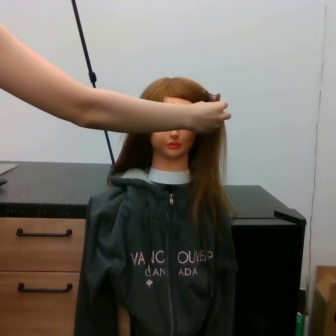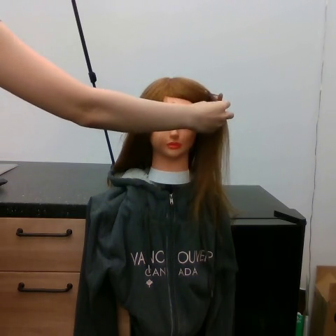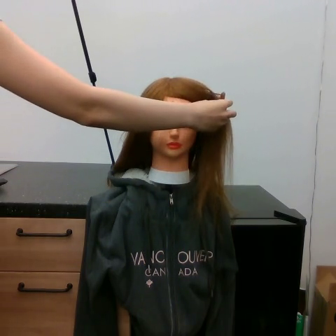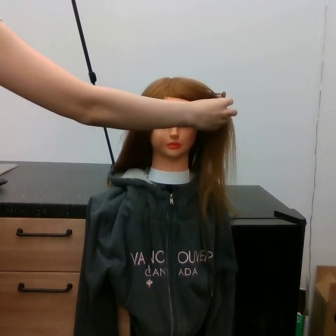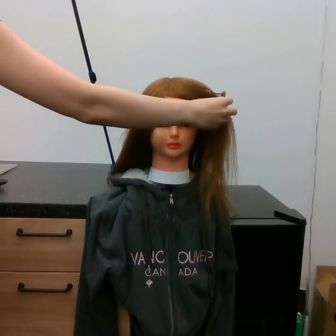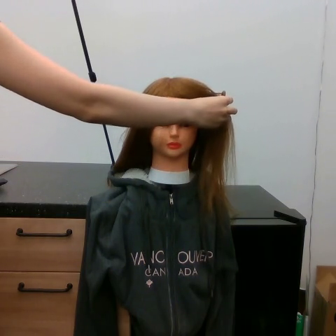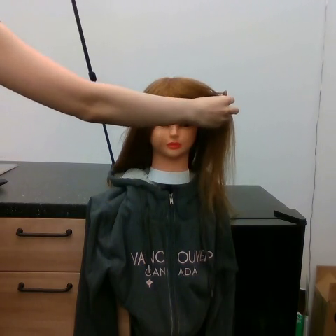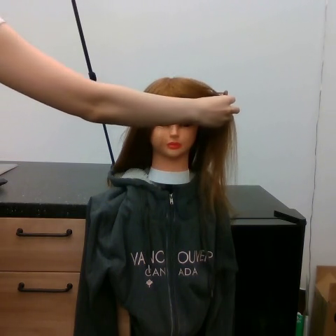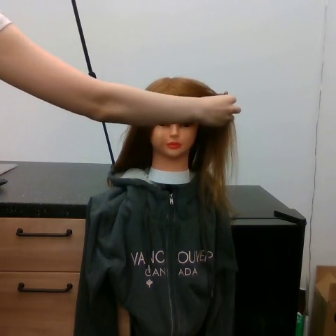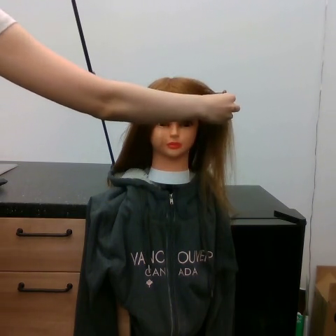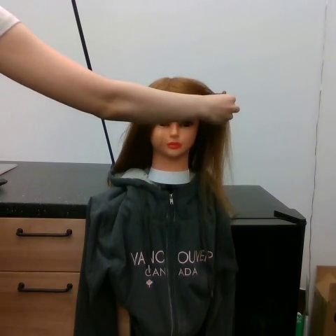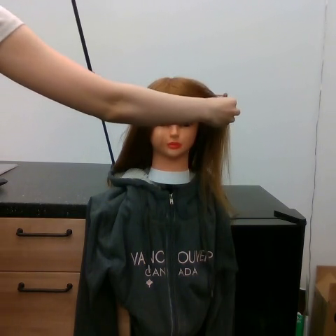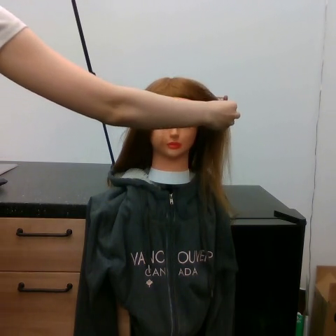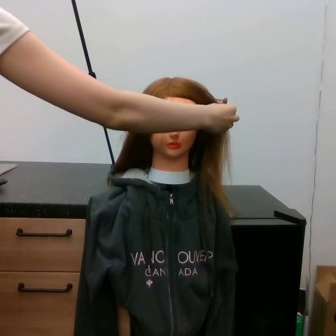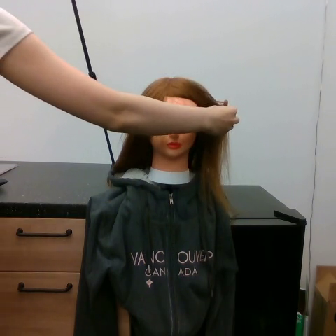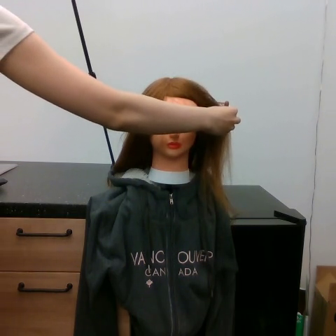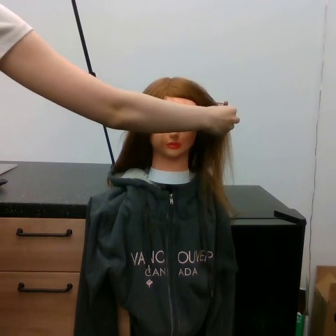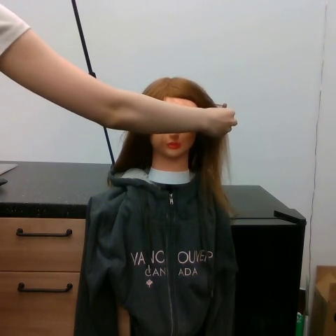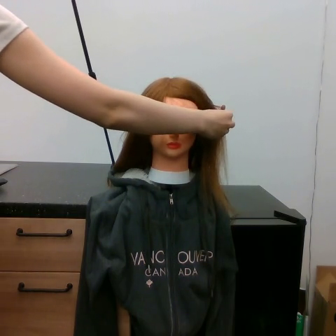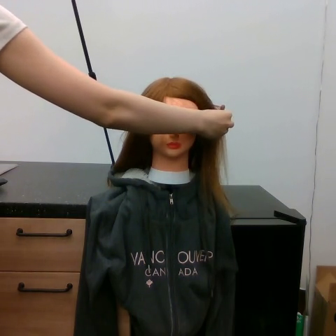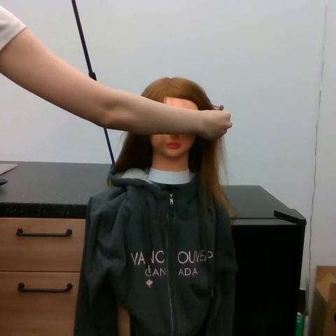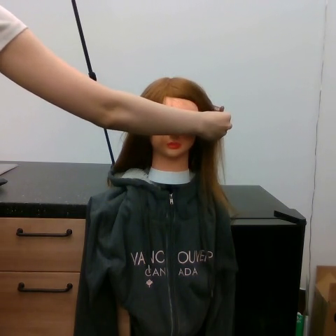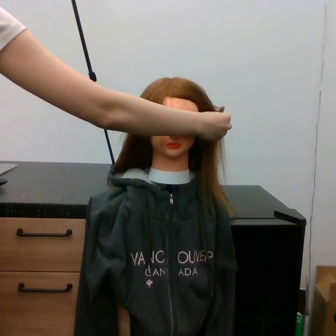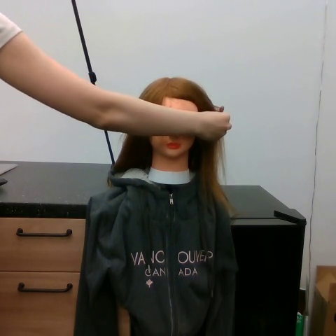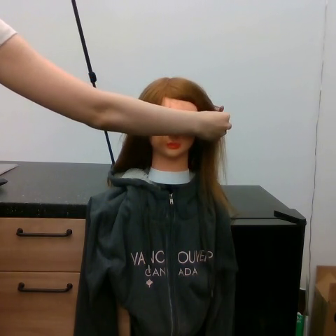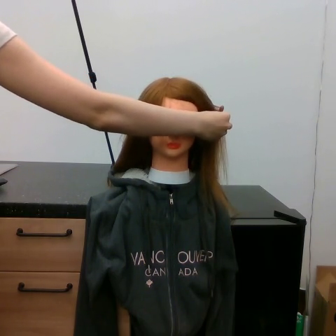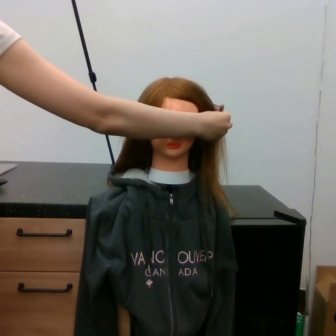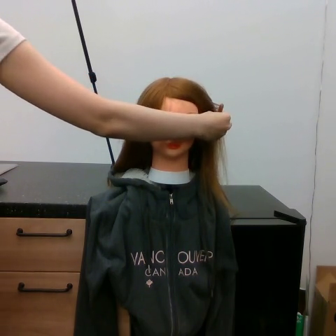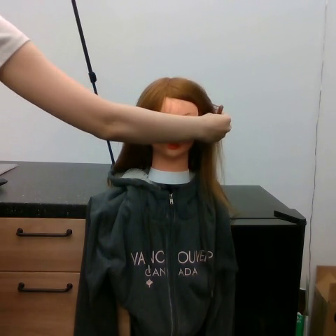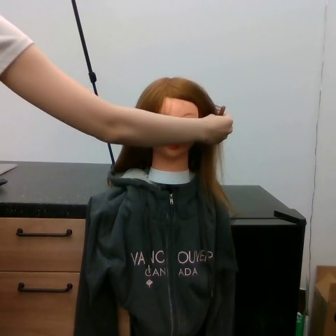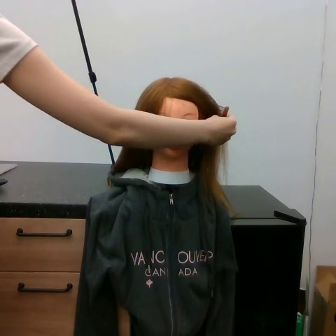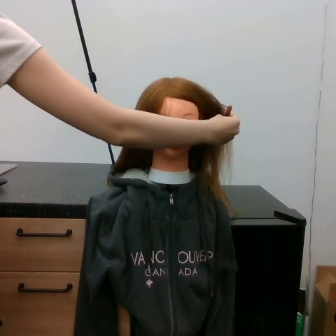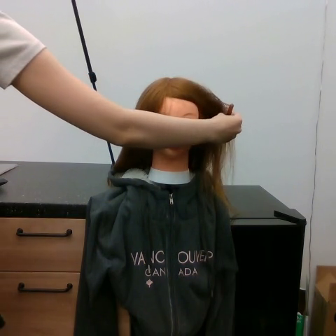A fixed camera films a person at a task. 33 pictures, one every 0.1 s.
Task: part hair.
0.0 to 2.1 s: The hand moves only a little.
2.1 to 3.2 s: The hand stays where it is.
